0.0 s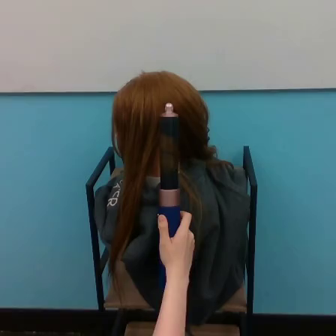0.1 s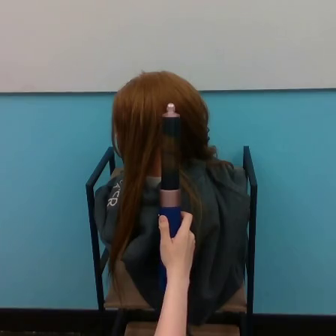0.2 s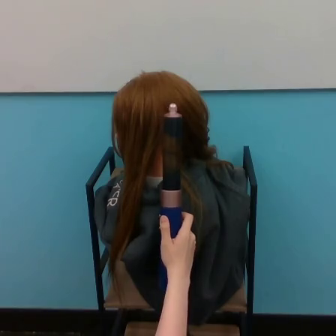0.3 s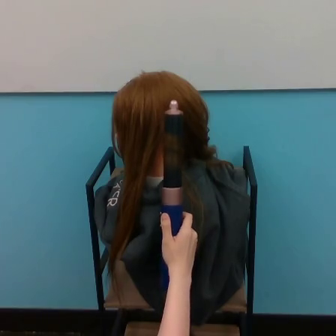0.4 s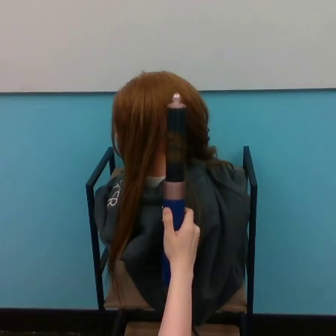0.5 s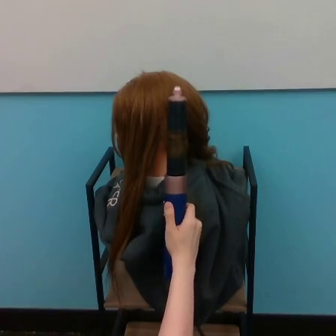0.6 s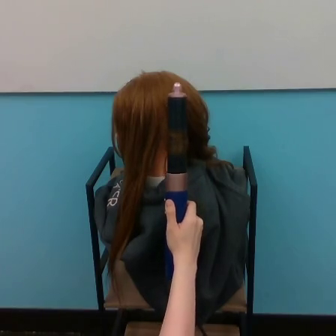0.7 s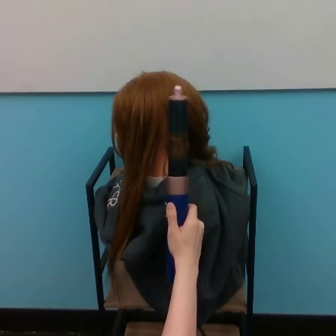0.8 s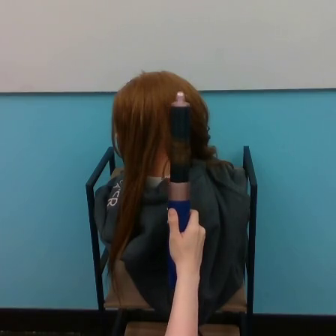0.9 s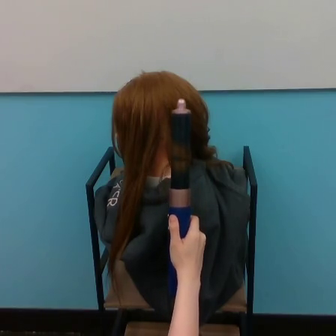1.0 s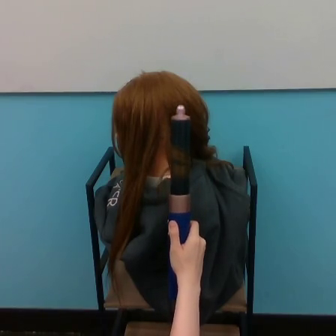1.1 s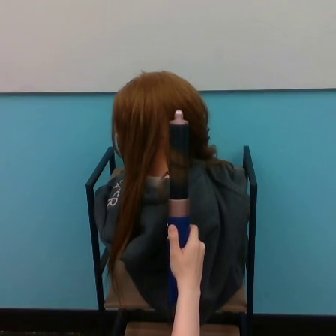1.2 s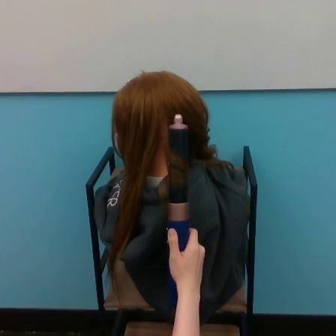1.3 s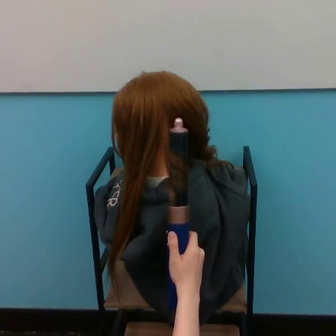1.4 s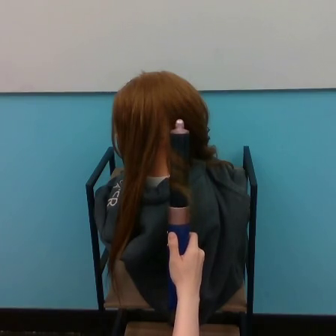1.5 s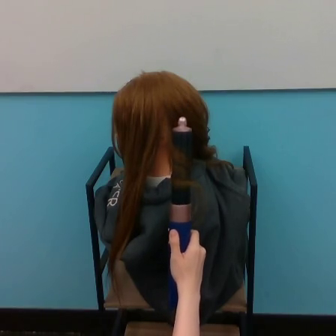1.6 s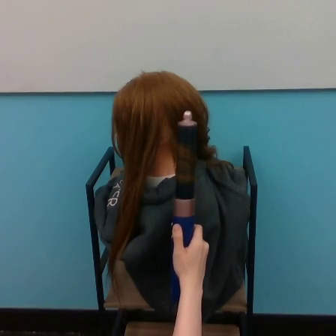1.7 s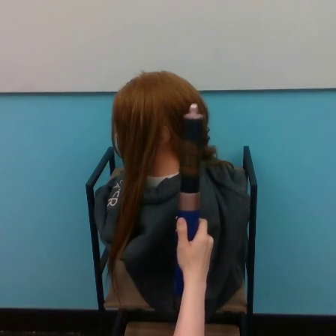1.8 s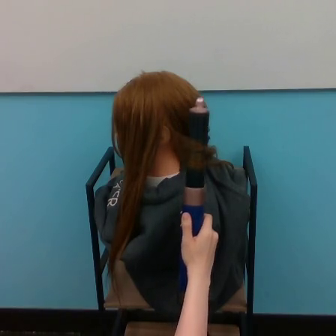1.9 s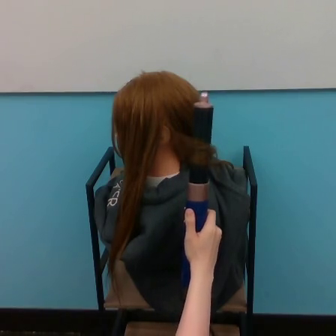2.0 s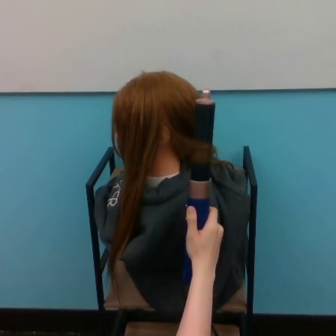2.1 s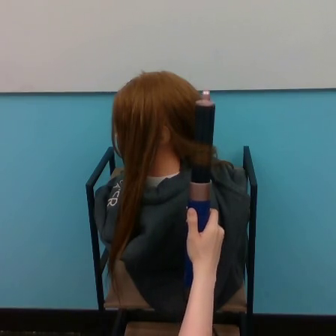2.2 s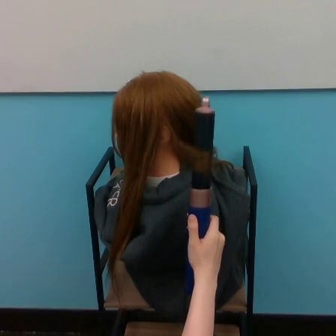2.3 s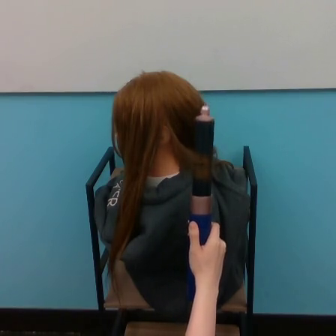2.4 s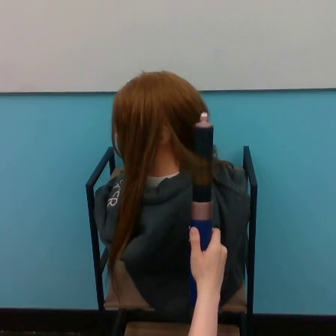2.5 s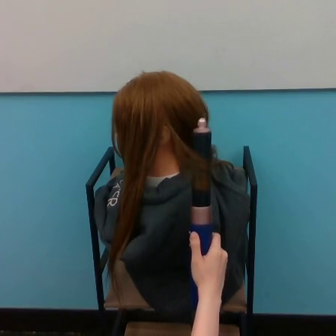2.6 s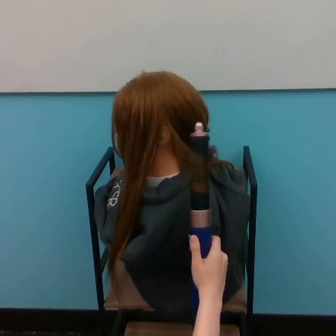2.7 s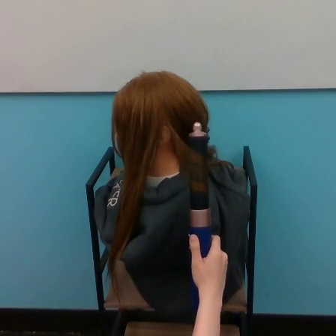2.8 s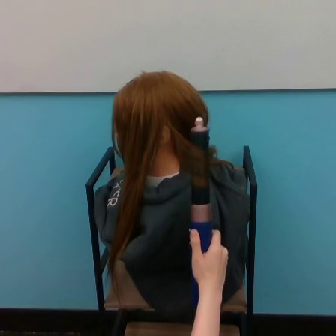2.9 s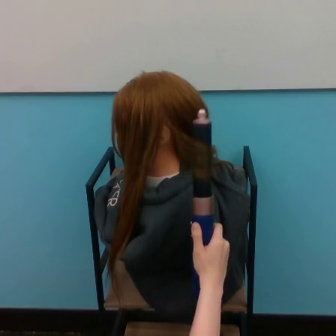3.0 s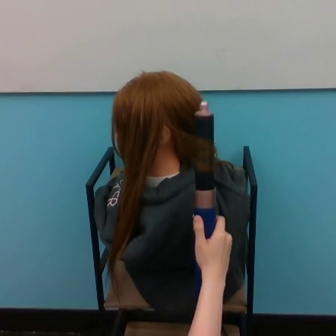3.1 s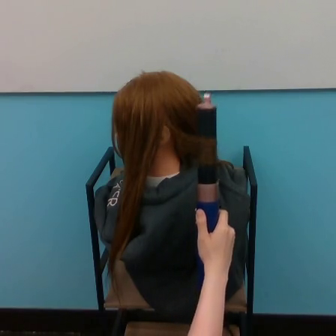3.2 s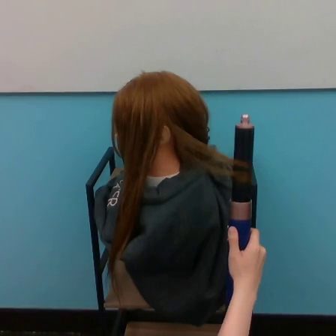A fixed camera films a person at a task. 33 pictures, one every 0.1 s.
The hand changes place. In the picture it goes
to the right.
0.0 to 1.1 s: The hand goes upward, then downward, on a clockwise arc.
1.1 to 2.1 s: The hand goes to the right and upward.
2.1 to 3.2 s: The hand goes to the right.
Task: curl hair.
